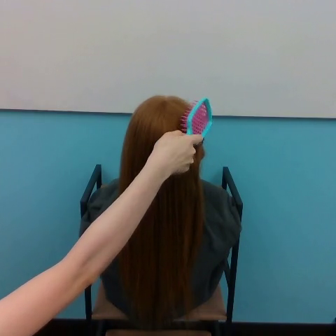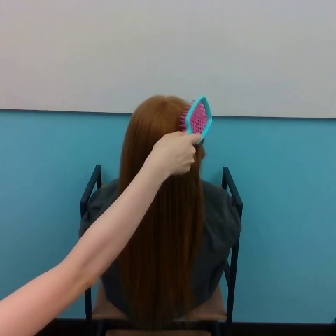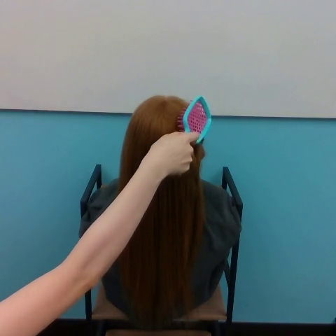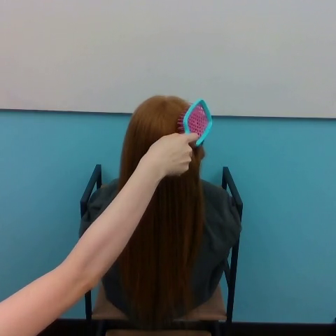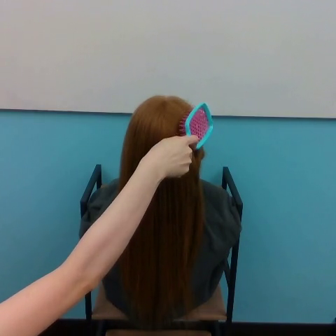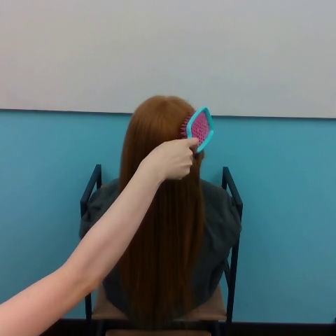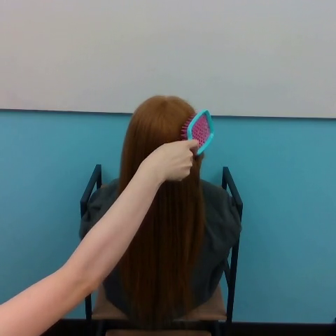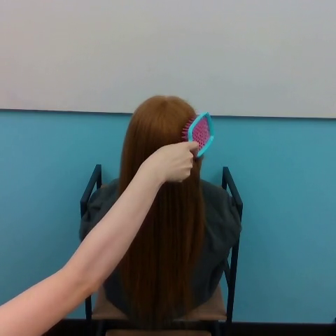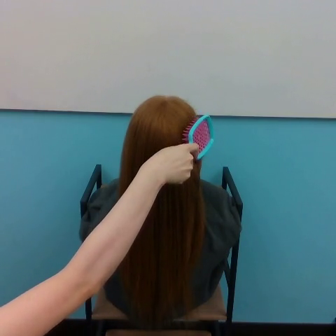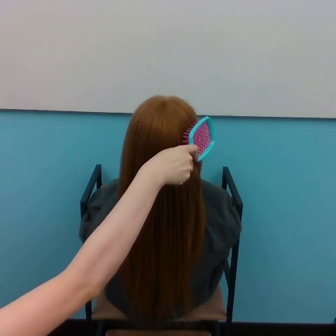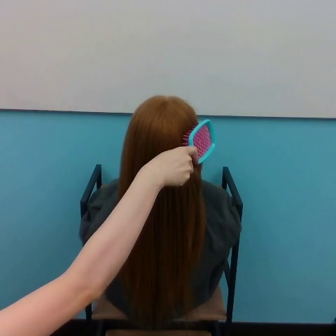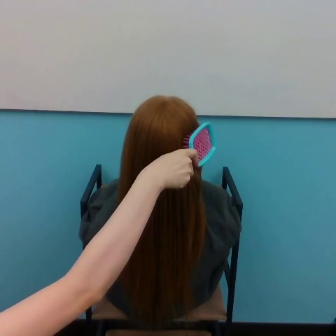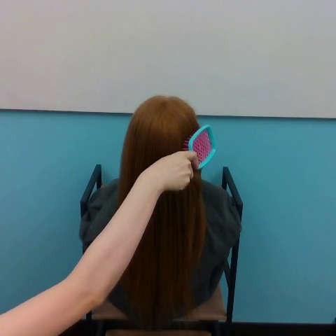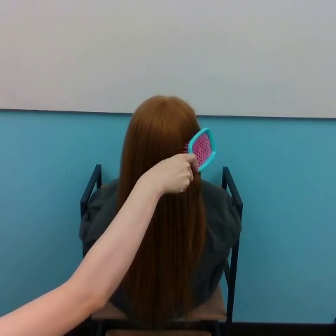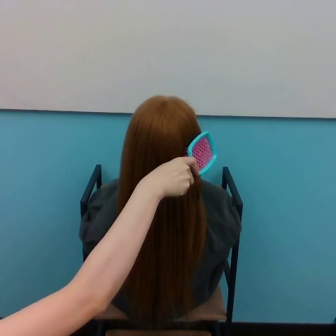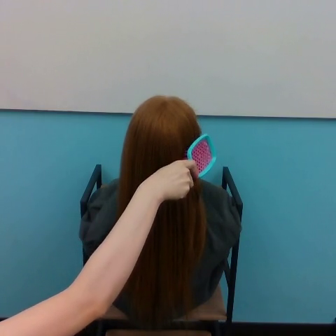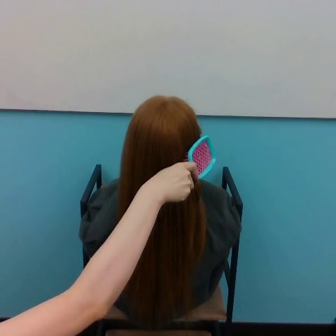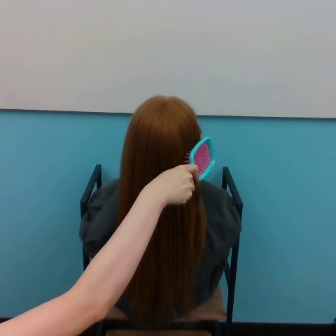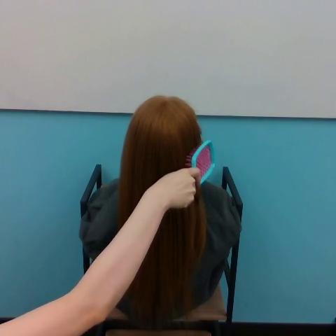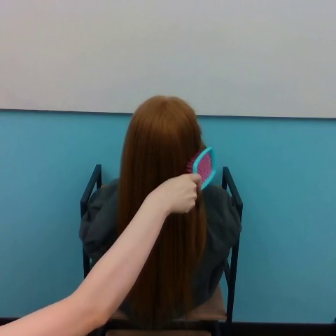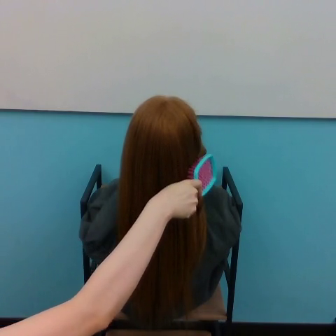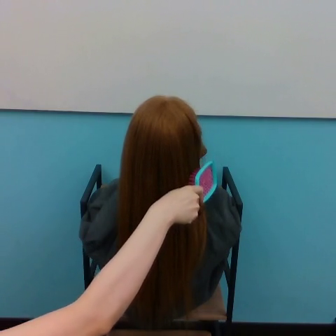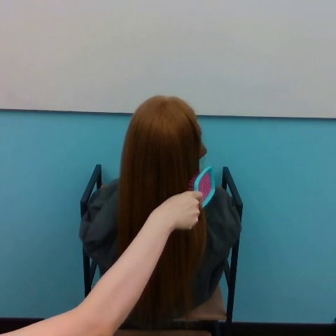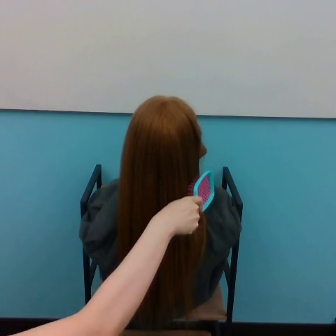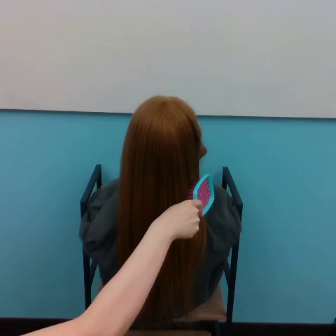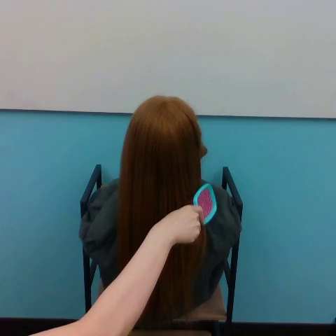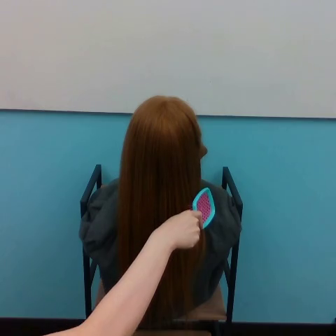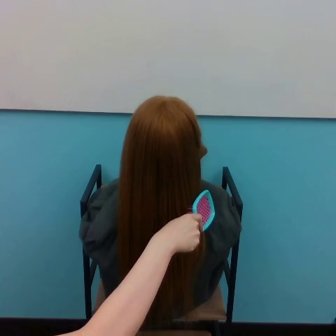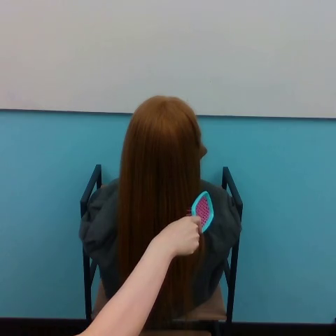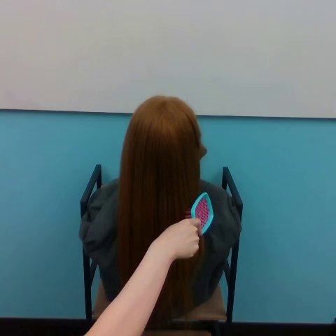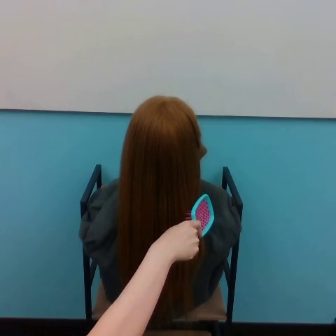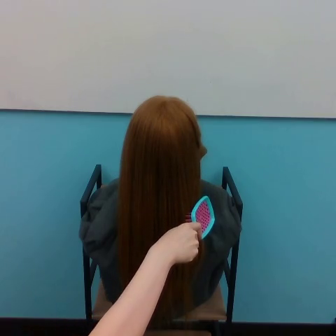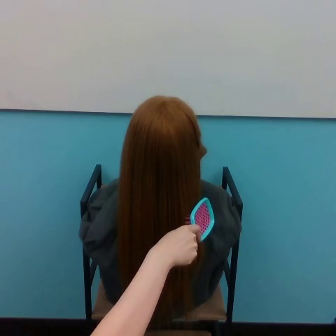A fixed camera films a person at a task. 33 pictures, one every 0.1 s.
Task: brush hair.
0.0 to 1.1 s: The hand goes downward.
1.1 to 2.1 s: The hand goes downward.
2.1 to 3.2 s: The hand goes downward.
